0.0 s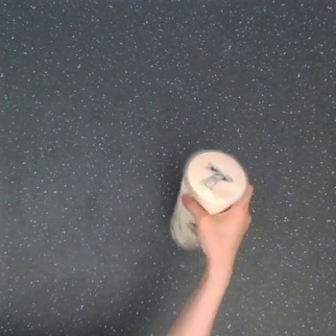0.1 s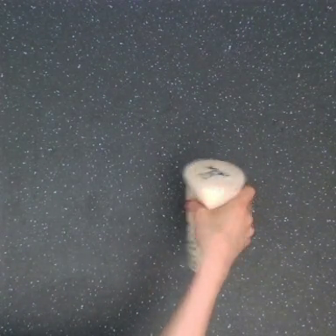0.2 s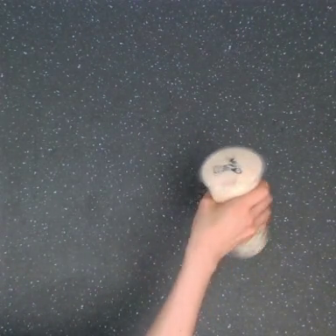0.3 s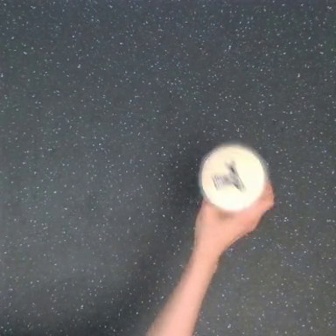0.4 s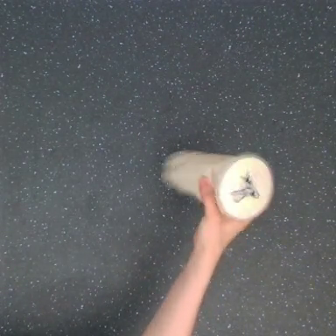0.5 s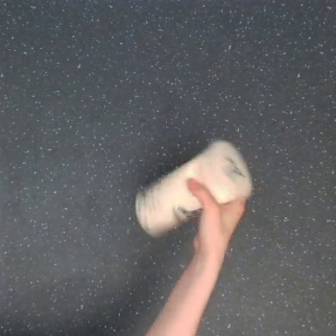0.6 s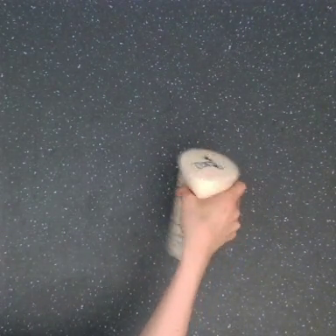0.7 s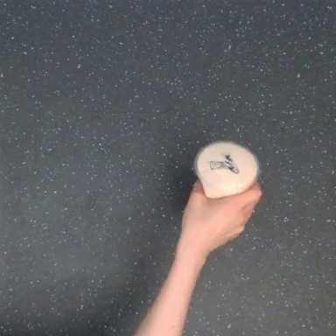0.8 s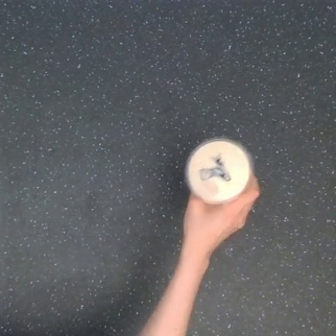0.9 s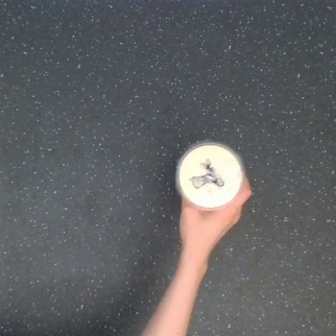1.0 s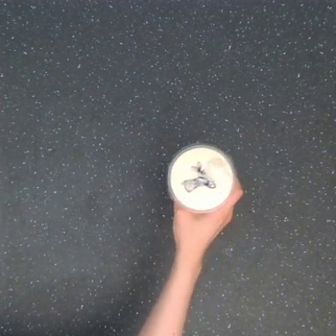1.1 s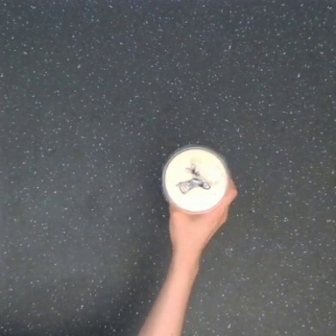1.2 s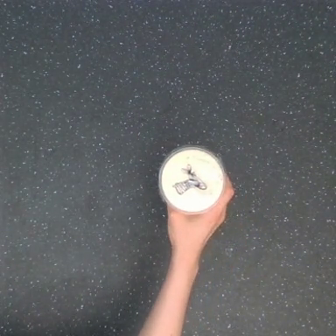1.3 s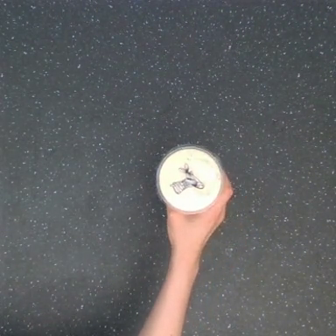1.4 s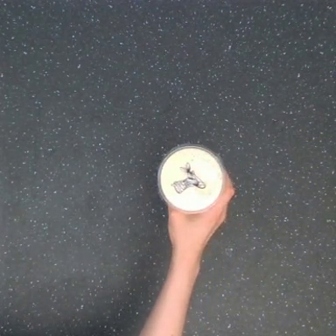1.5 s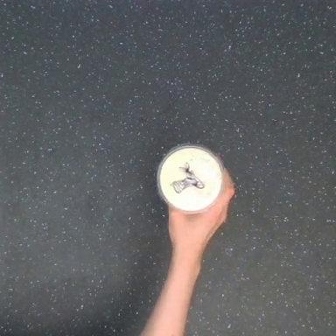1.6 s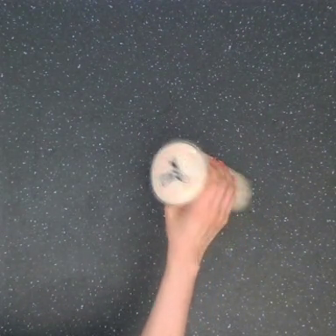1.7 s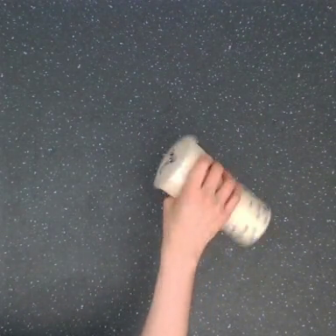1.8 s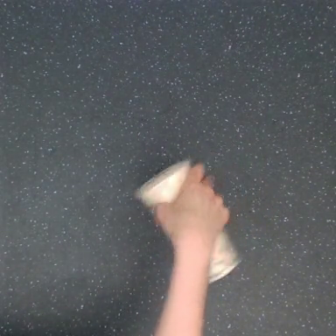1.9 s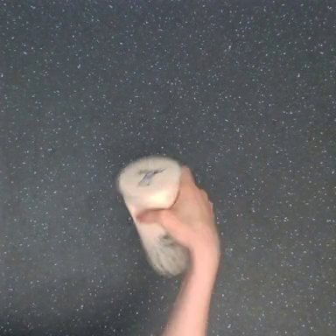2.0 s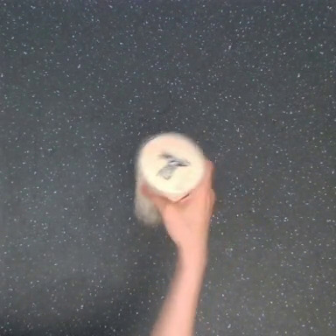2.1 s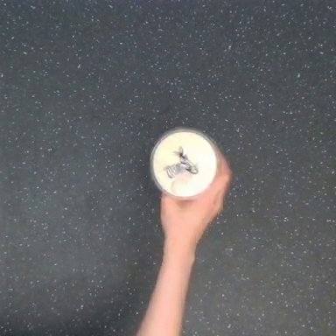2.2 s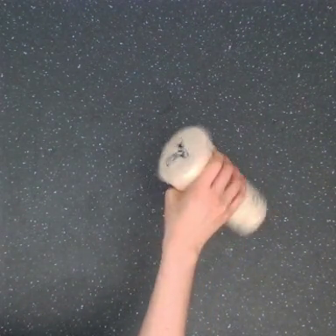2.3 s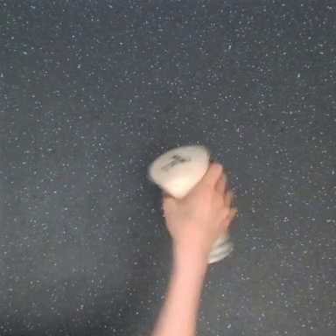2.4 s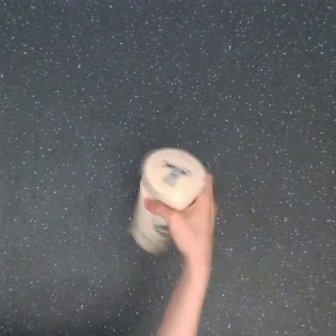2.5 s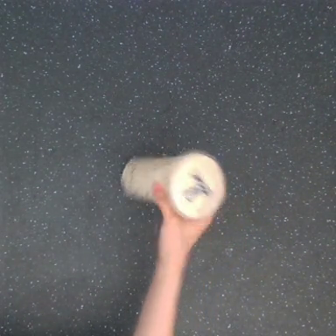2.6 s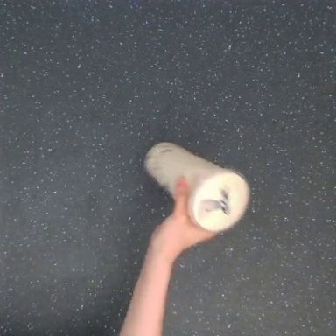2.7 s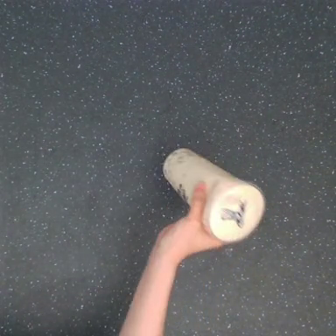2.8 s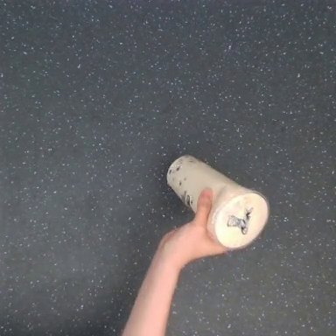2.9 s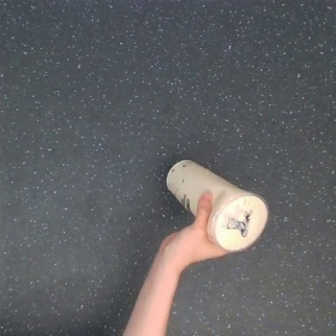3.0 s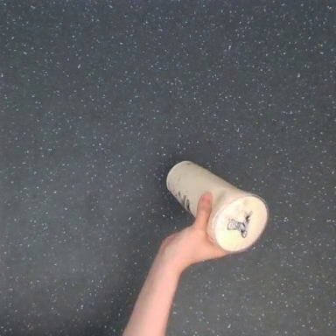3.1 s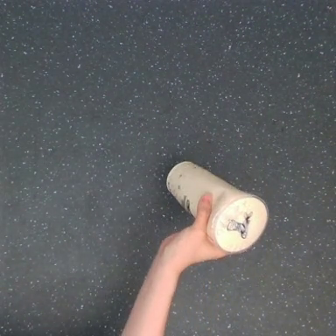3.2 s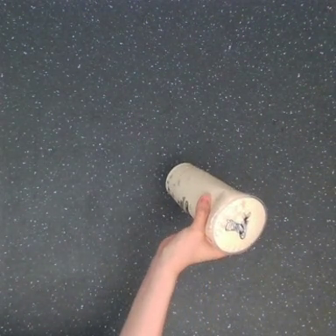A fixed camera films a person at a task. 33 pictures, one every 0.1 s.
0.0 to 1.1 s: The hand goes to the left, on a counterclockwise arc.
1.1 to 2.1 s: The hand goes to the left, then to the right.
2.1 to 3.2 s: The hand goes downward.
Task: shake the boba.
